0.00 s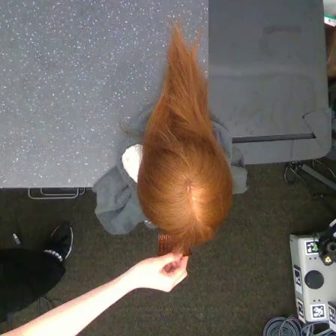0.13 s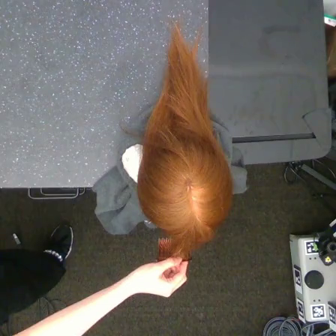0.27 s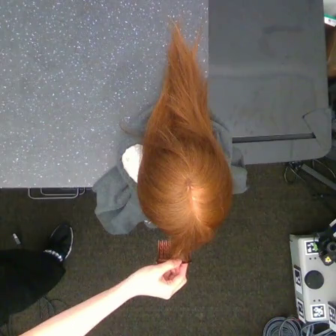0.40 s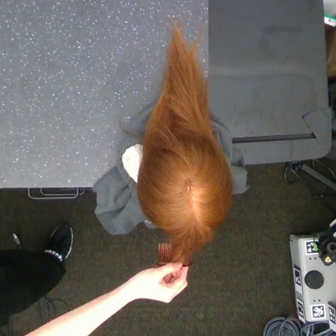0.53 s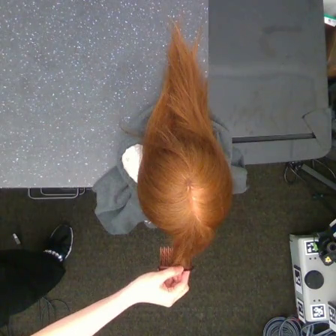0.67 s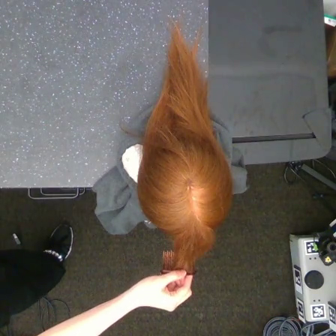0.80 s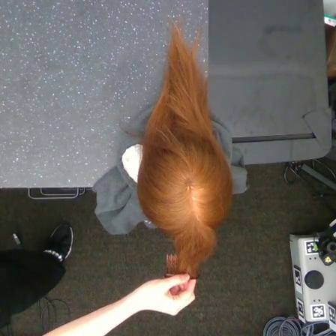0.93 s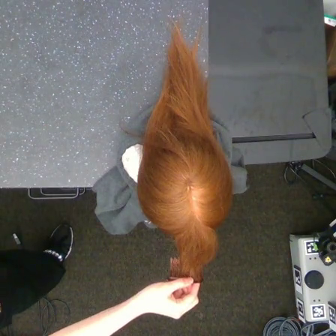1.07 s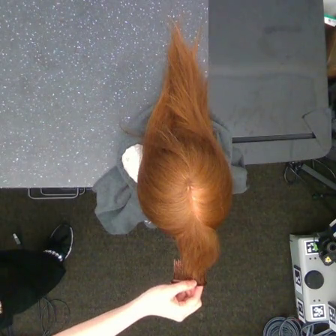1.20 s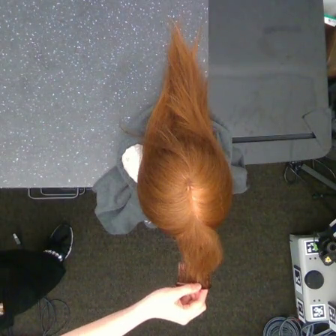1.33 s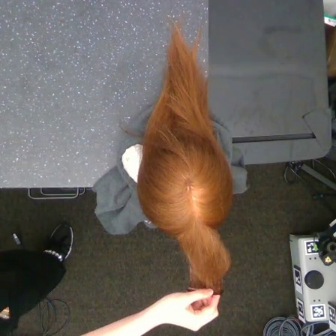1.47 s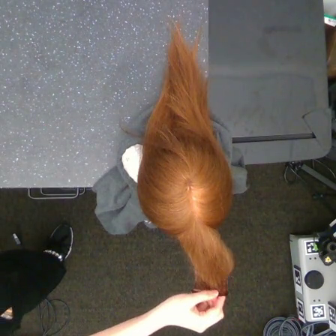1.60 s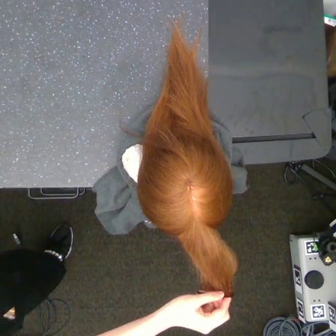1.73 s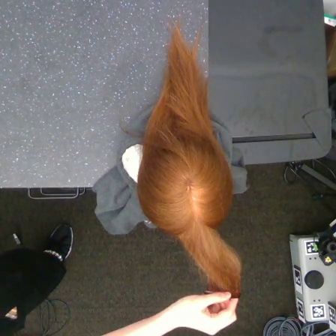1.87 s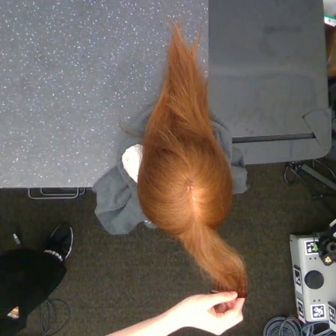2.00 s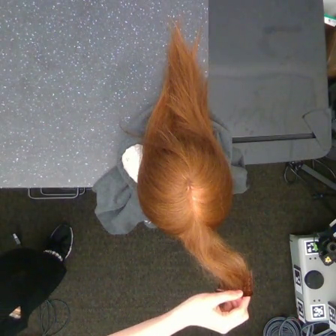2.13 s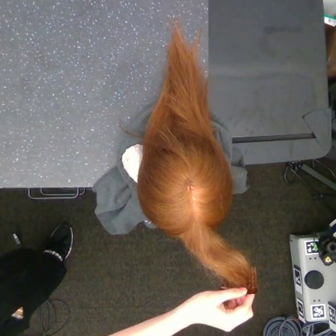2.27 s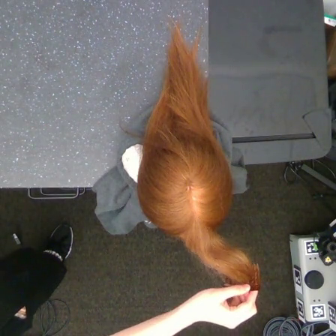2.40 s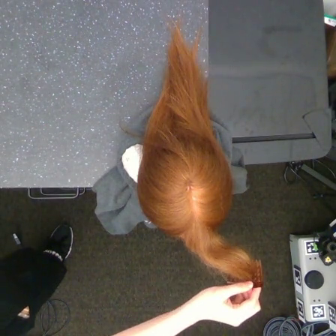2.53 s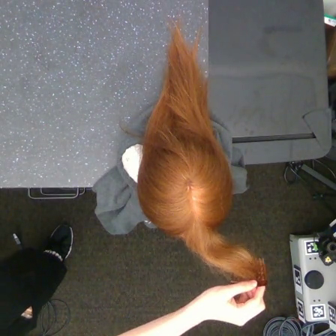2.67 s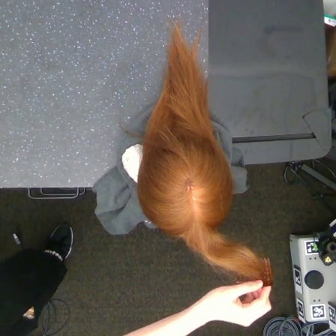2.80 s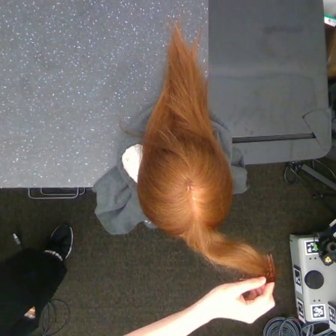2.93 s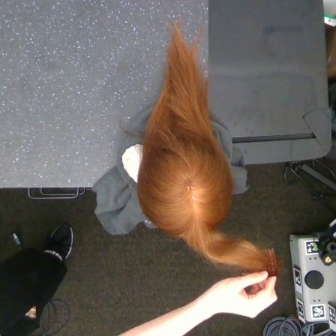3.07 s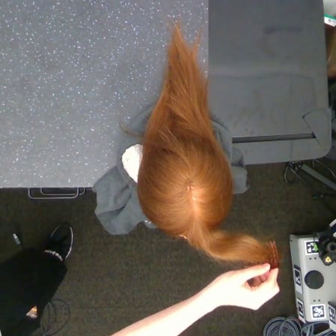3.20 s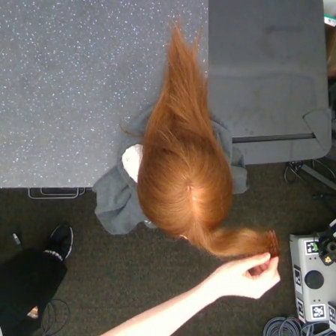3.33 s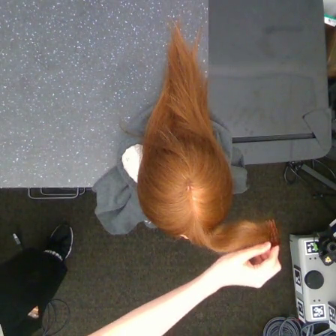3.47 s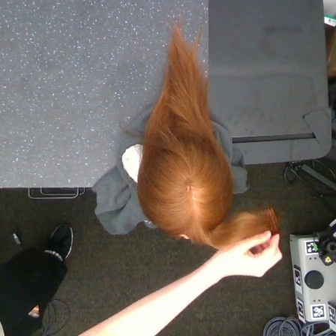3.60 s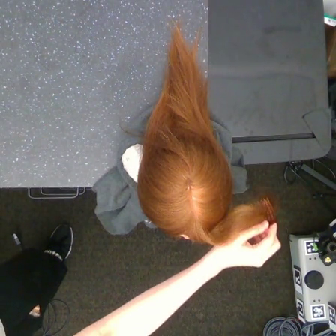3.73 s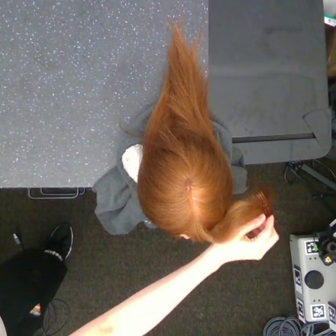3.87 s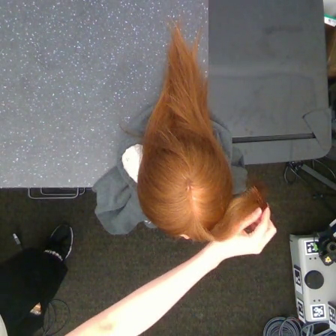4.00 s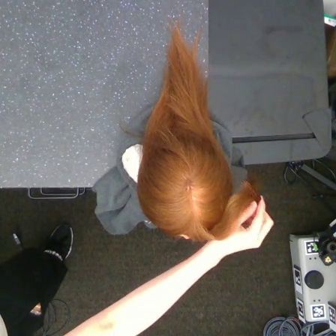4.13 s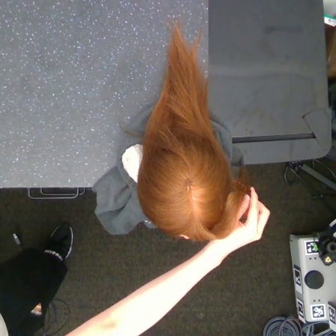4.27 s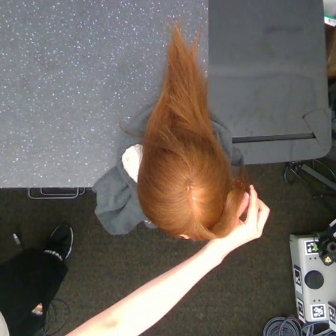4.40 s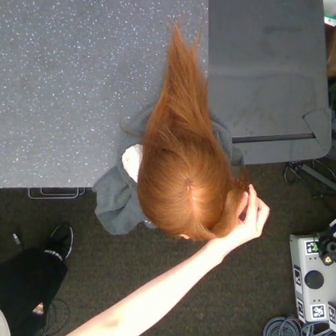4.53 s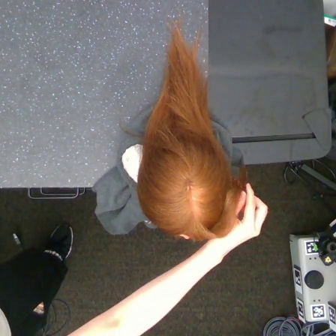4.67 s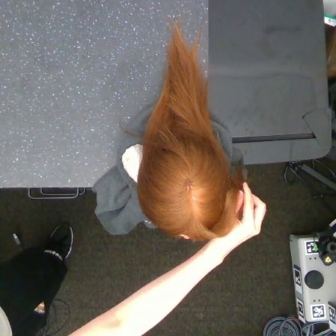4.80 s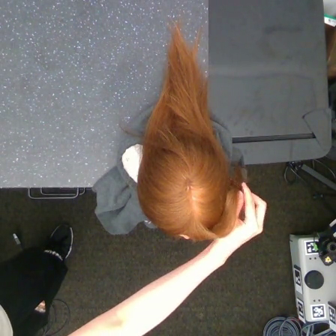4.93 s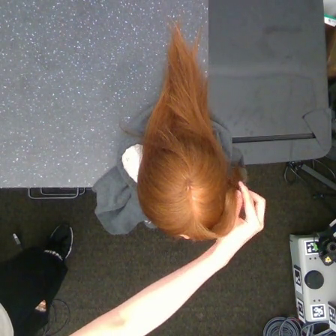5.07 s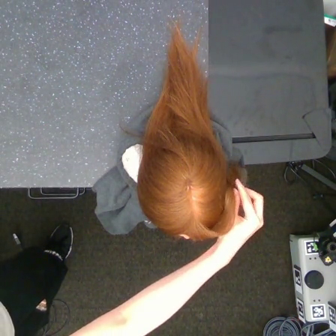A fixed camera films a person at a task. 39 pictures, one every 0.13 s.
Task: tidy front hair.
Motion: make a half circular motion counter-clockwise.
0.00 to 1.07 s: The hand goes downward.
1.07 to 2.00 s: The hand goes to the right.
2.00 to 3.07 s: The hand goes to the right and upward.
3.07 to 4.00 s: The hand goes upward.
4.00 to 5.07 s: The hand goes upward.
